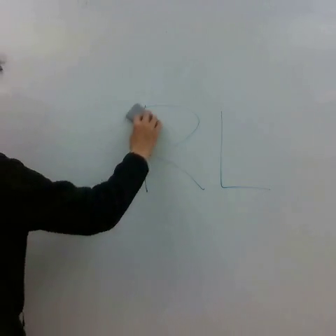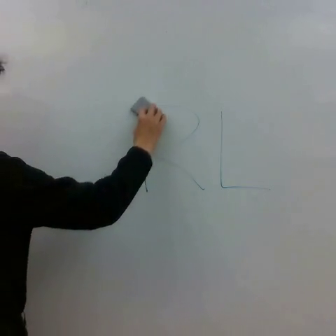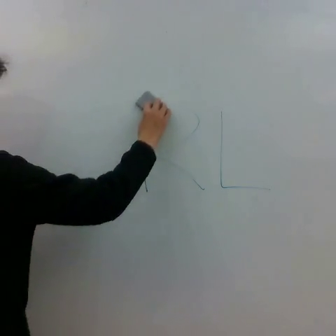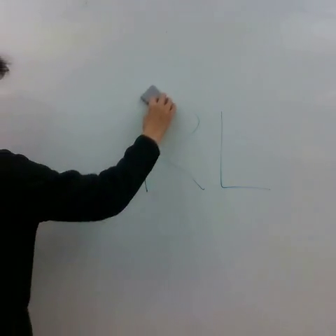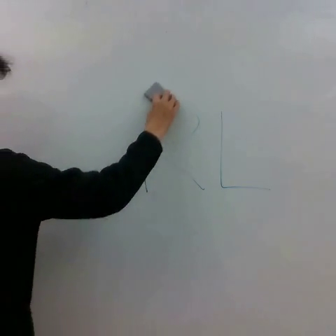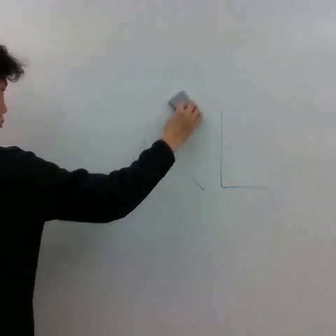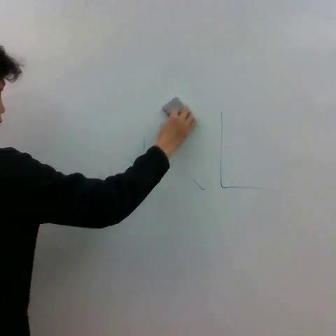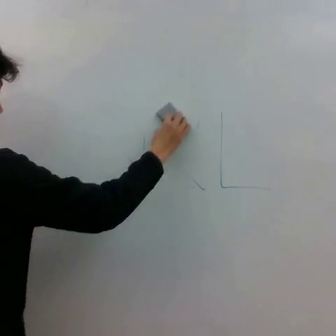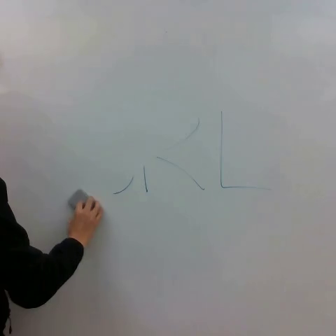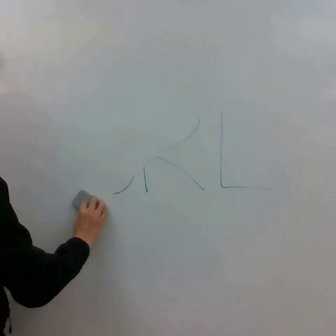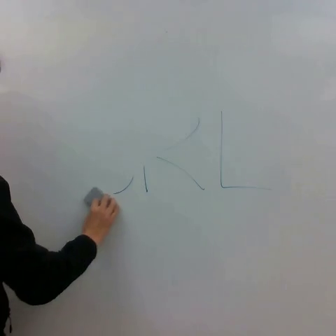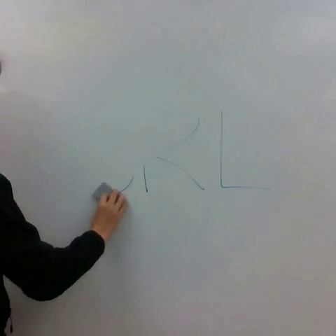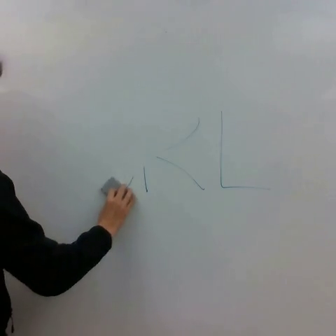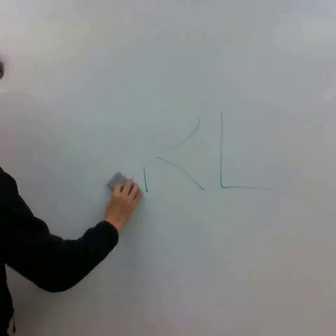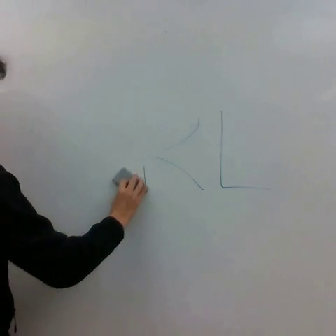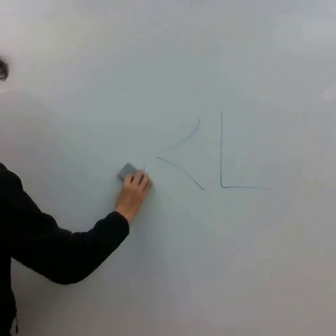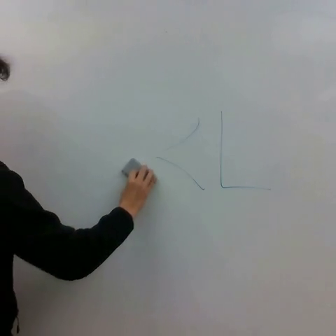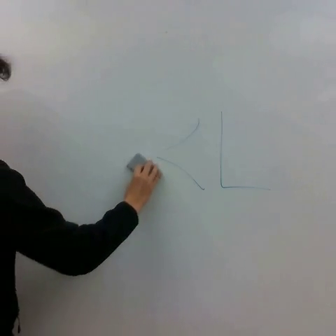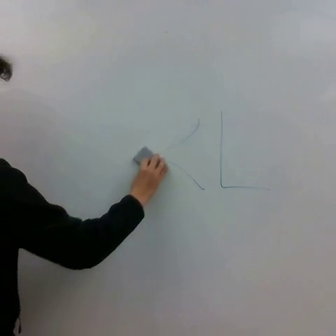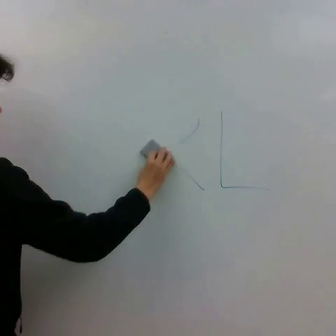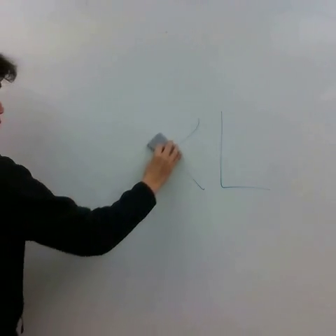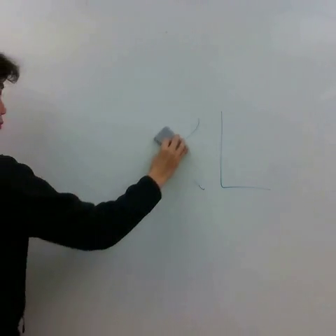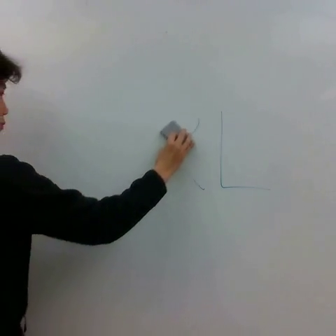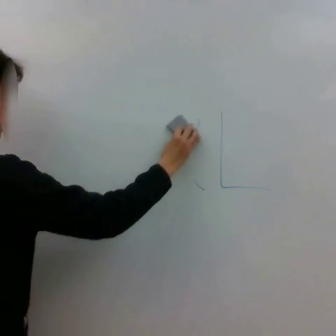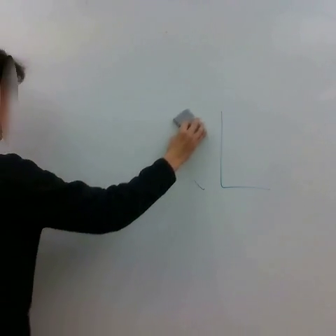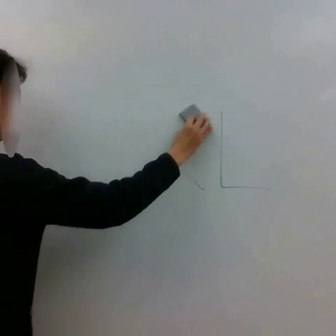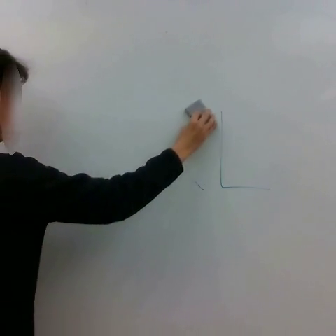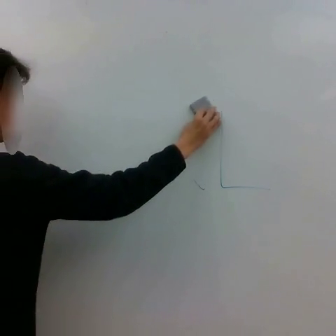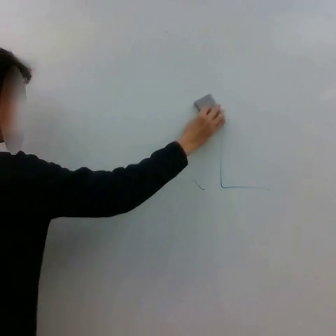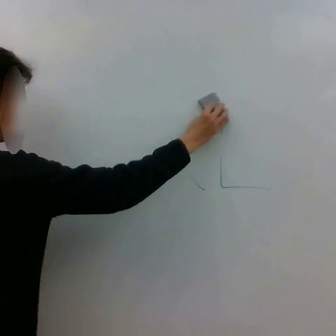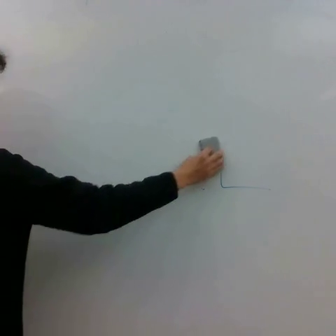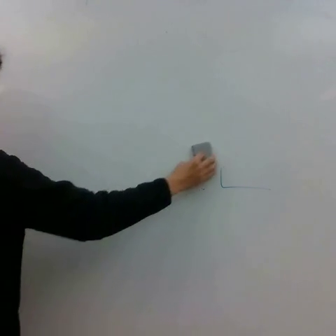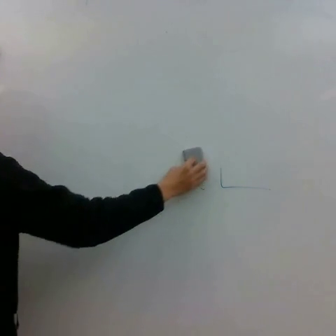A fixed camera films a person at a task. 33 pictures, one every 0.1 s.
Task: erase whiteboard.
0.0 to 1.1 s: The hand goes downward and to the left, then to the right.
1.1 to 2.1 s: The hand goes to the right and upward.
2.1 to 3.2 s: The hand goes to the right and upward, then downward.
